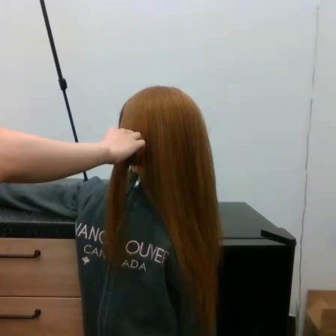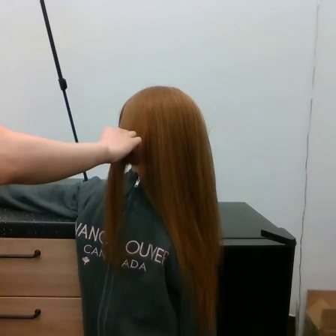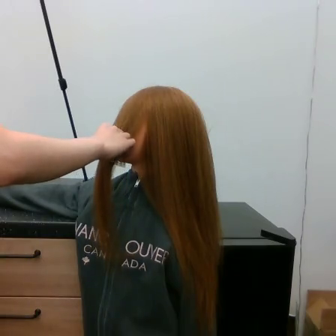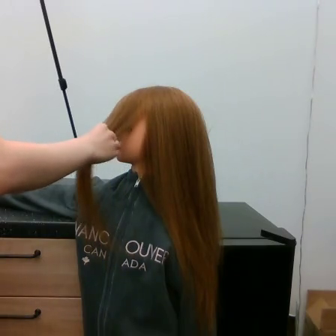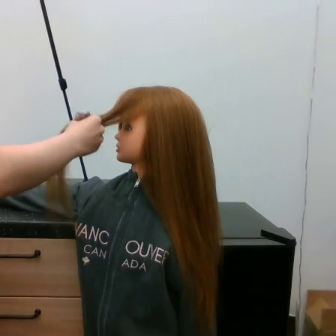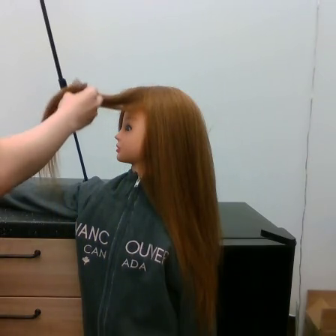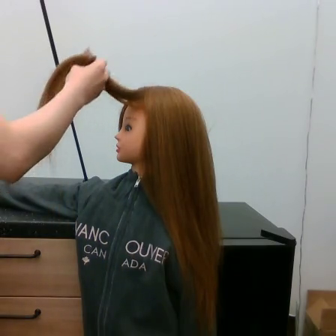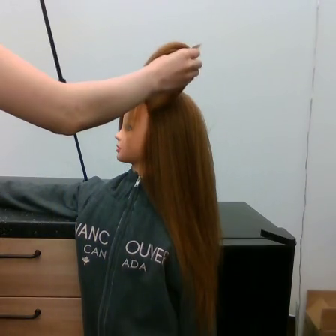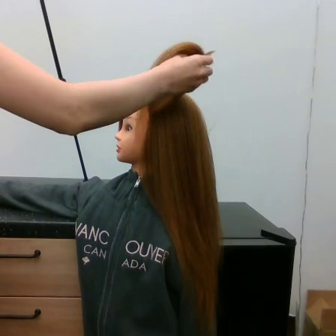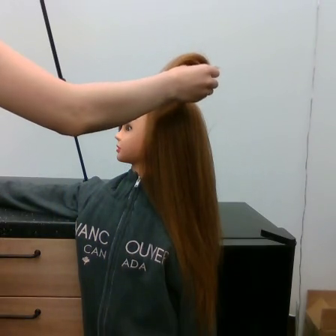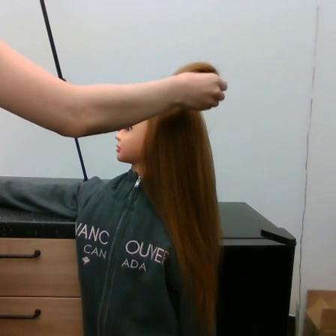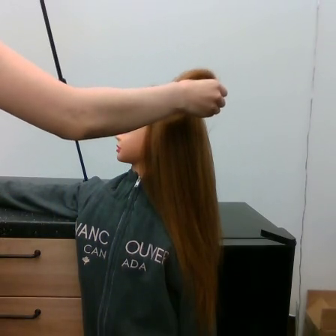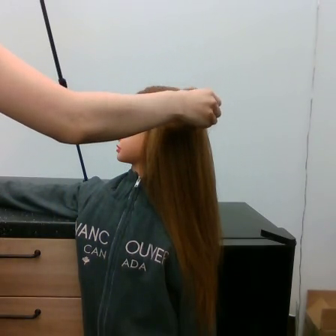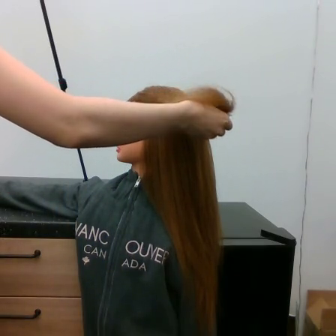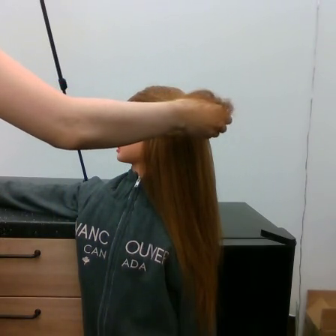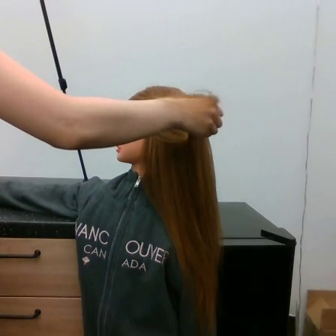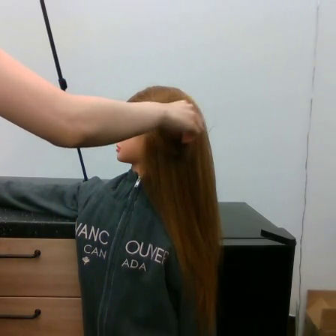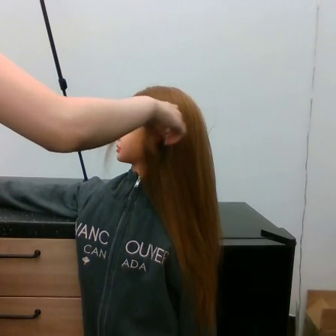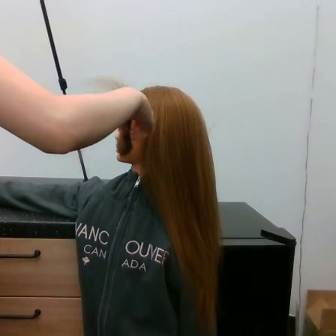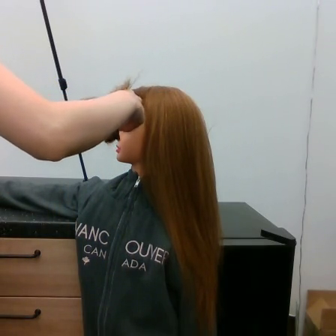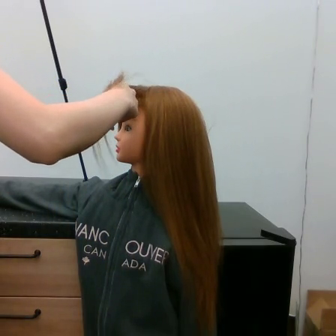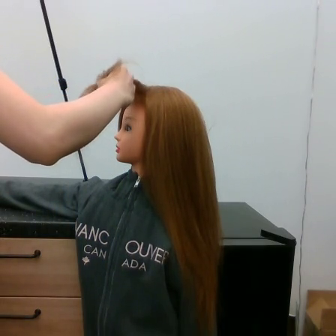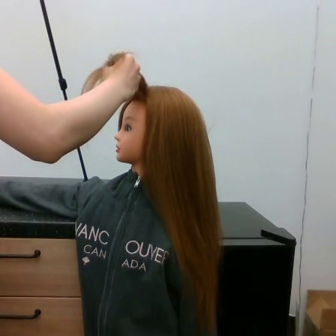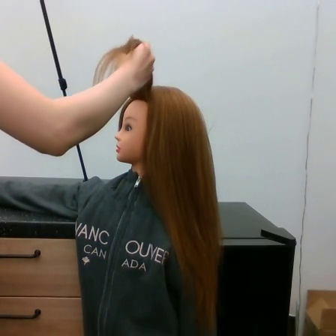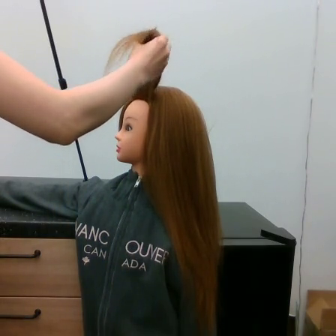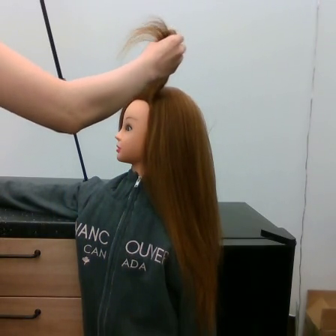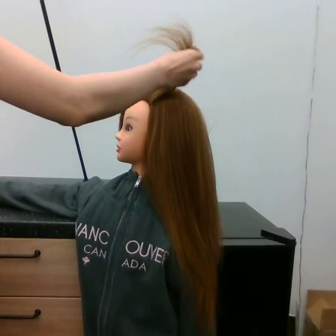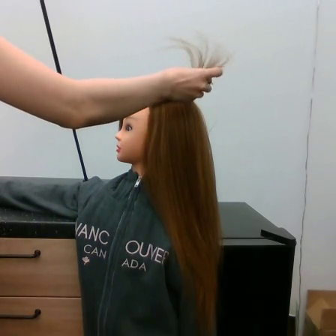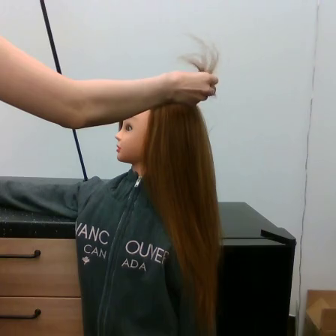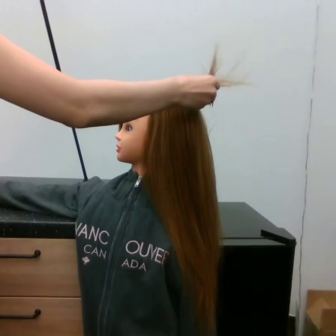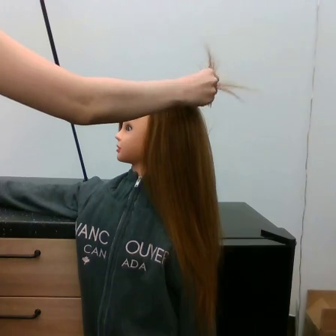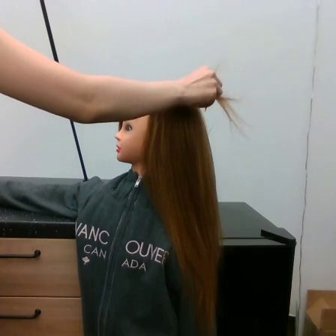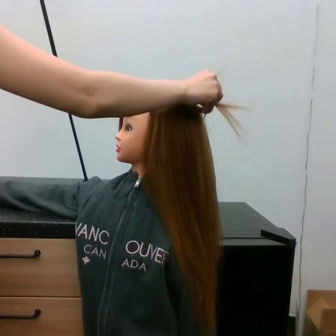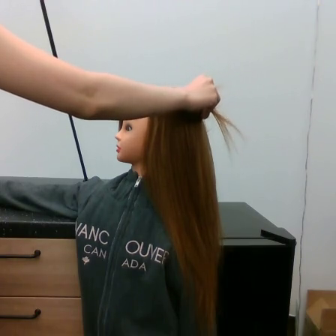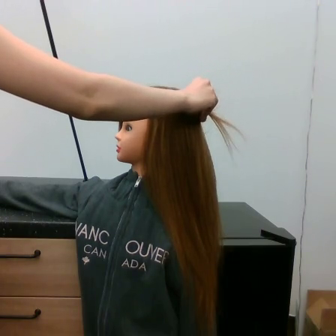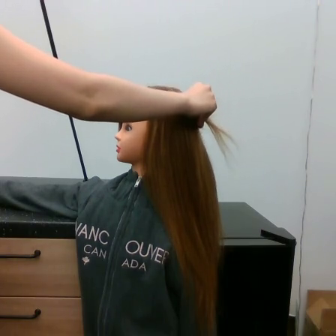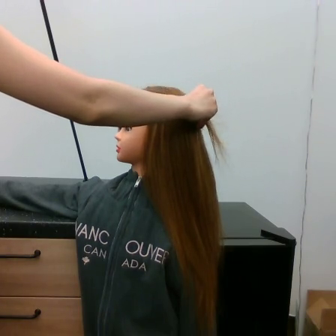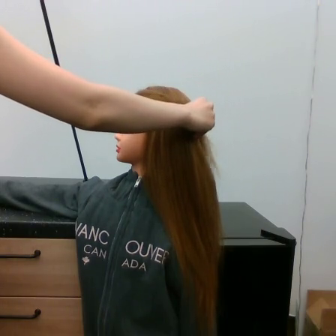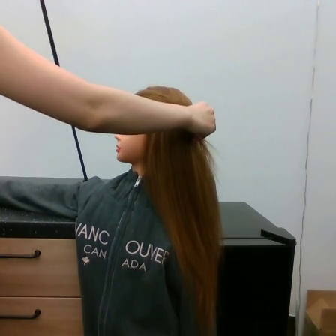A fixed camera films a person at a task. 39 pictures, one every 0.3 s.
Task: tidy side hair.
Motion: make 2 circular motions clockwise.
0.0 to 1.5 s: The hand goes to the left and upward.
1.5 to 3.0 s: The hand goes to the right.
3.0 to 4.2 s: The hand goes downward.
4.2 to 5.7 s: The hand goes to the left.
5.7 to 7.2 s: The hand goes upward and to the left, then to the right.
7.2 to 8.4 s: The hand goes to the right and downward.
8.4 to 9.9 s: The hand moves only a little.
9.9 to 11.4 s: The hand goes downward.
In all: It circles clockwise, turning through about 630 degrees.
